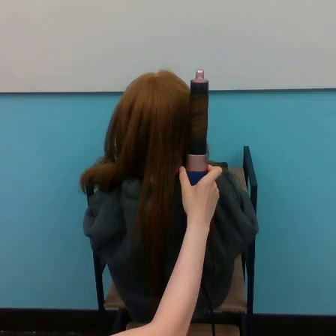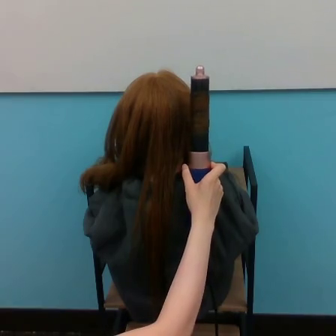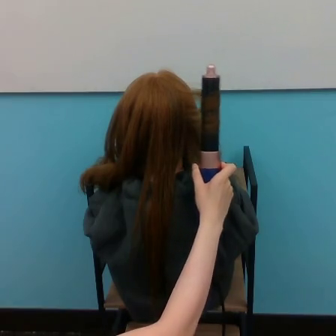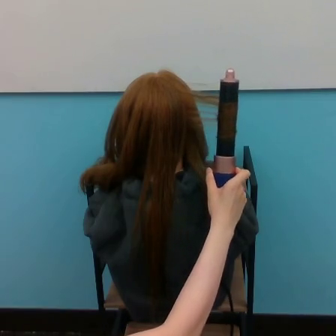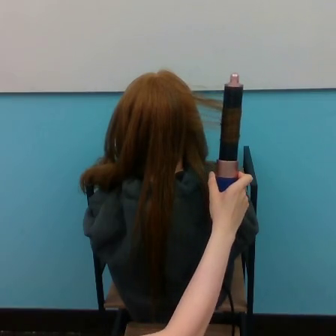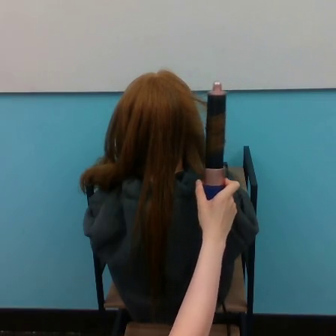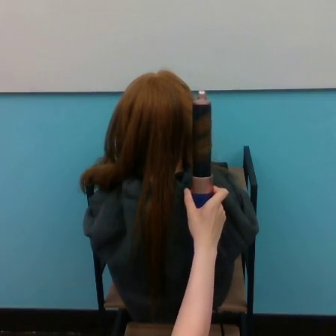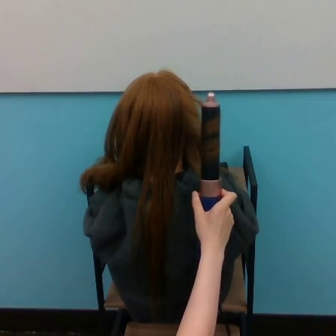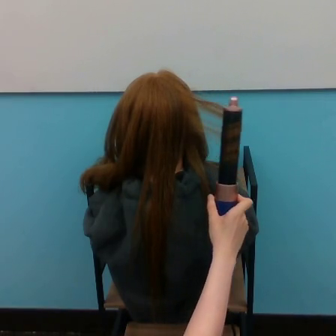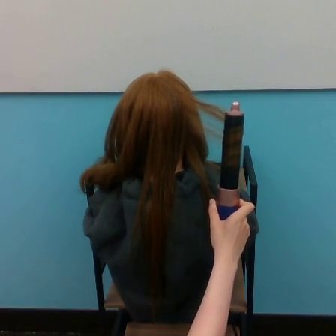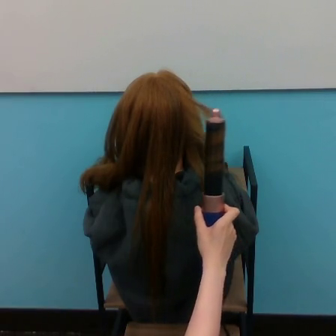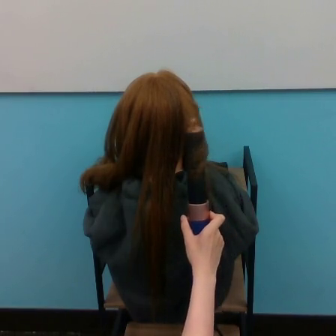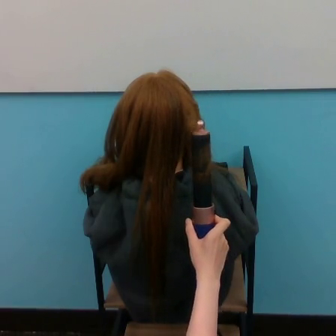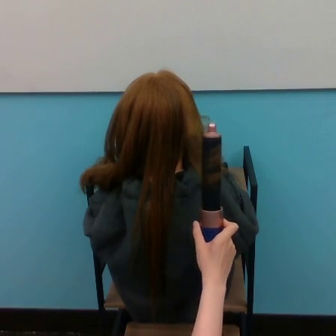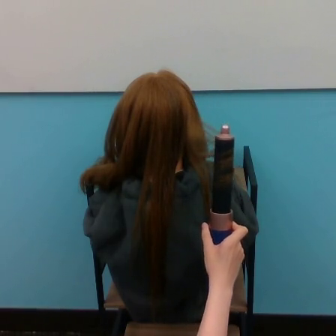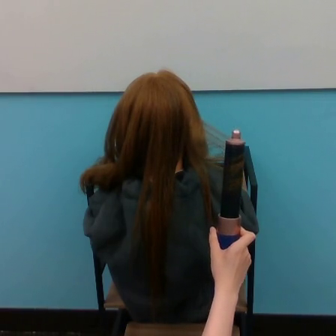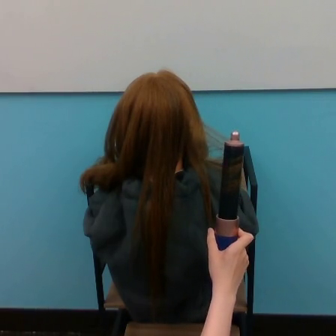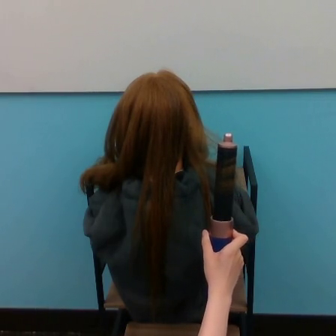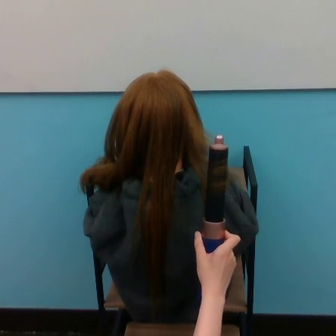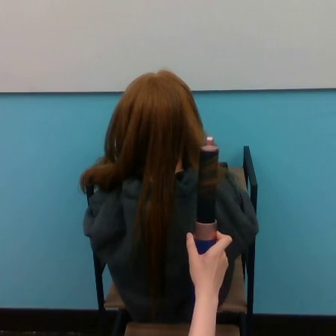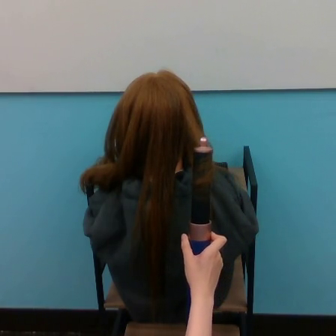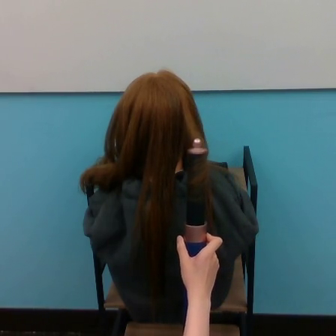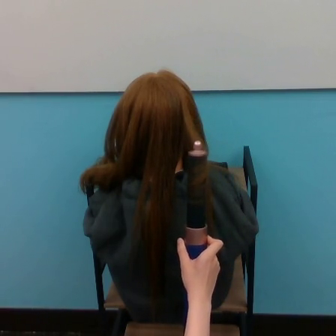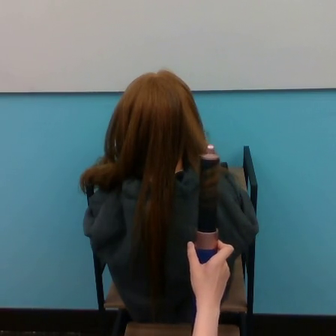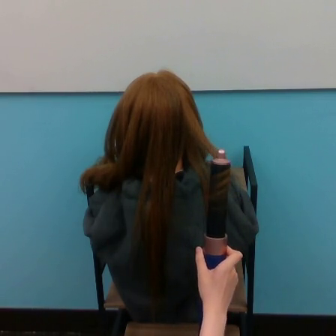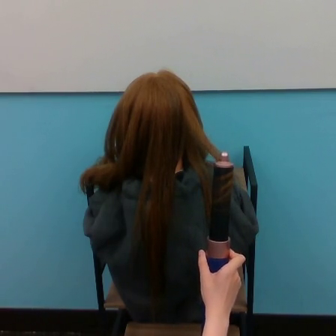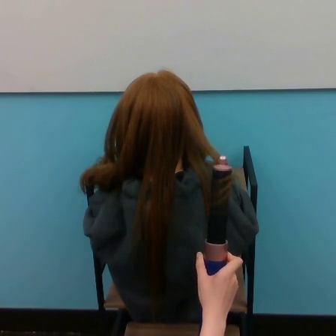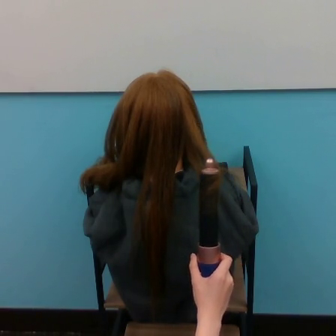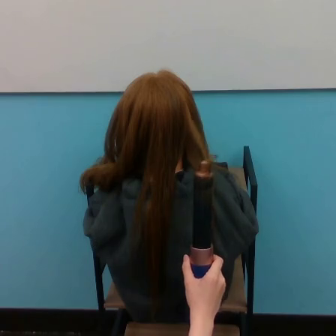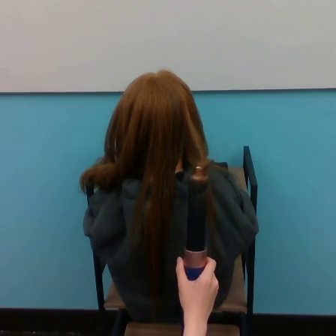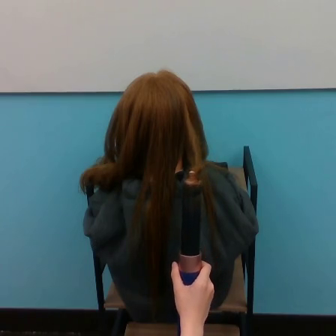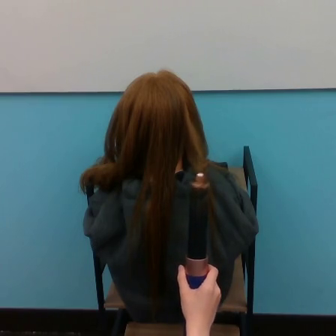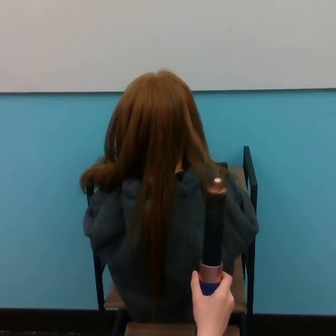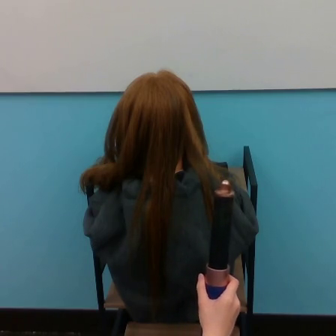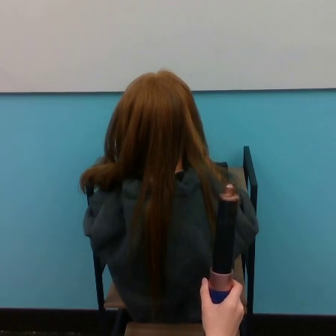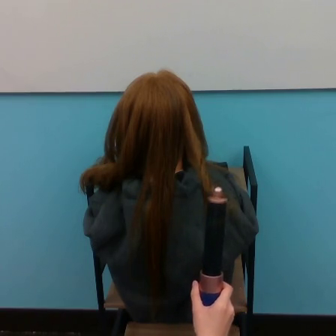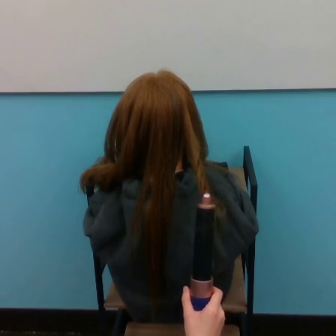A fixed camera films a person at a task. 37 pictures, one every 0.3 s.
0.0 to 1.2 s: The hand goes to the right.
1.2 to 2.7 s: The hand goes downward.
2.7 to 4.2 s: The hand goes to the left and downward, then to the right, on a counterclockwise arc.
4.2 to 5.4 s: The hand moves only a little.
5.4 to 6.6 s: The hand goes to the left.
6.6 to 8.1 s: The hand goes to the right and downward, on a clockwise arc.
8.1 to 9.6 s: The hand goes to the left, then to the right, on a counterclockwise arc.
9.6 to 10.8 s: The hand goes downward.
Task: curl hair.
Motion: move downward, making horizontal oscillations to the left and to the right.
